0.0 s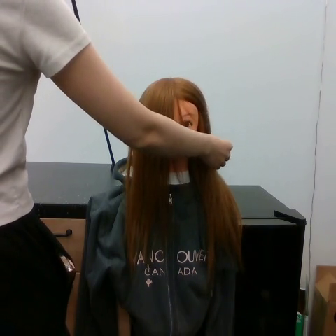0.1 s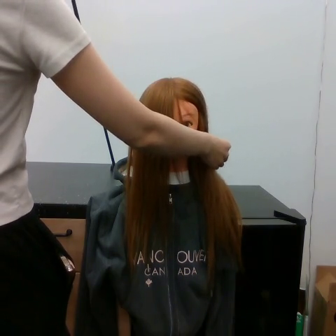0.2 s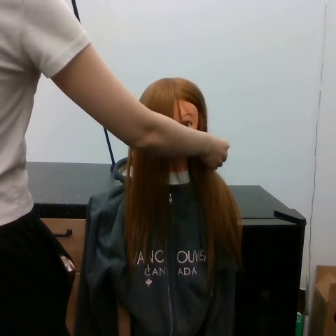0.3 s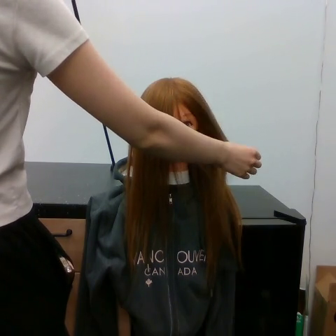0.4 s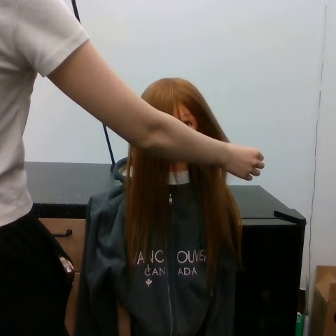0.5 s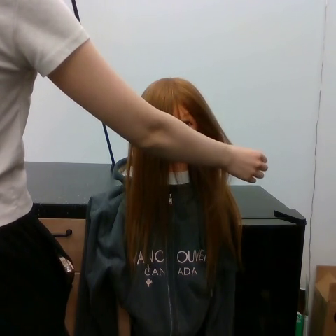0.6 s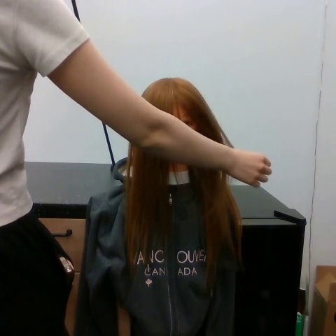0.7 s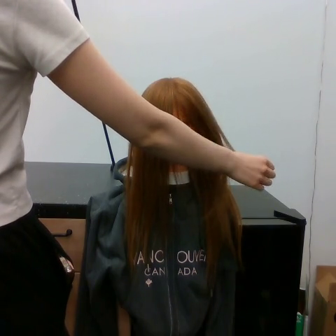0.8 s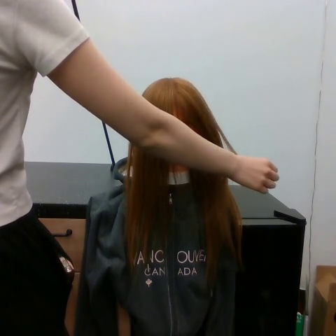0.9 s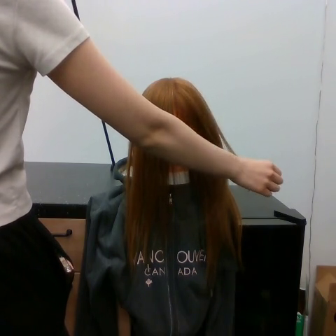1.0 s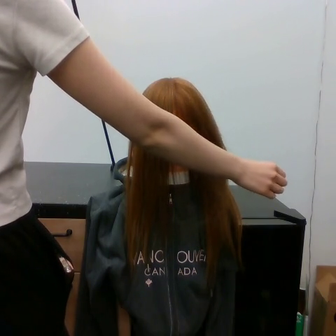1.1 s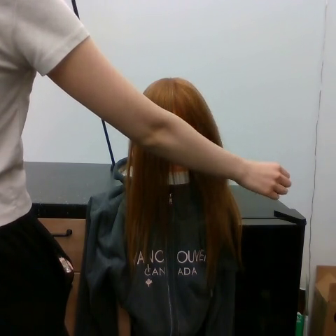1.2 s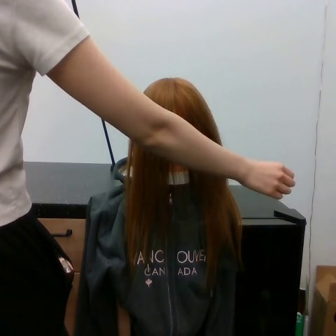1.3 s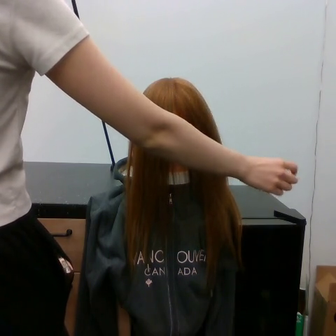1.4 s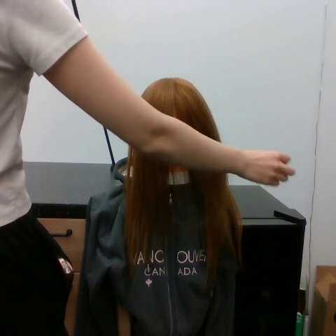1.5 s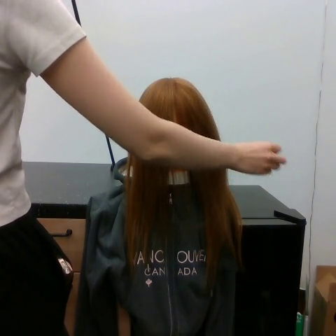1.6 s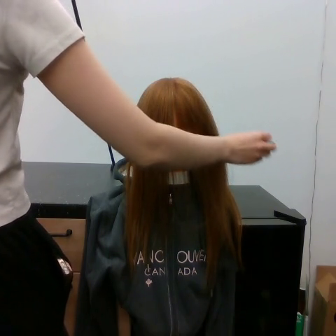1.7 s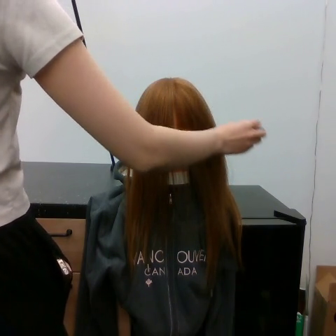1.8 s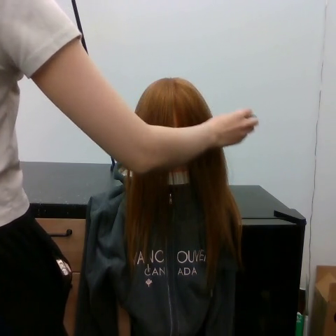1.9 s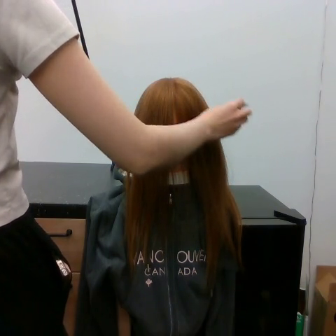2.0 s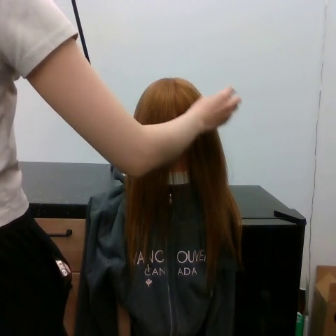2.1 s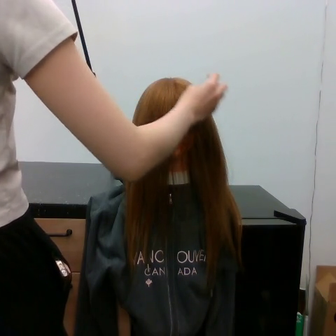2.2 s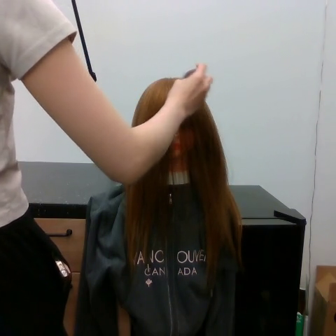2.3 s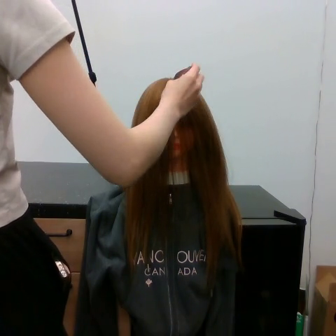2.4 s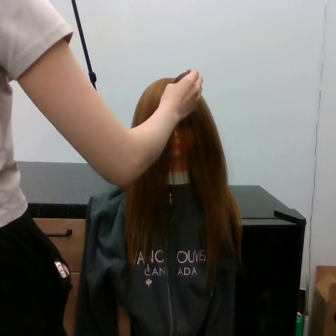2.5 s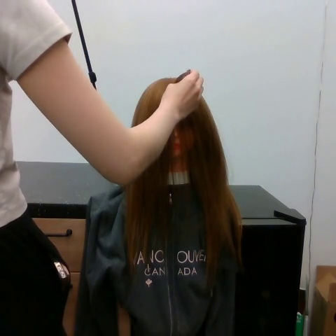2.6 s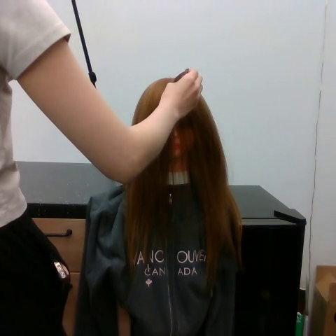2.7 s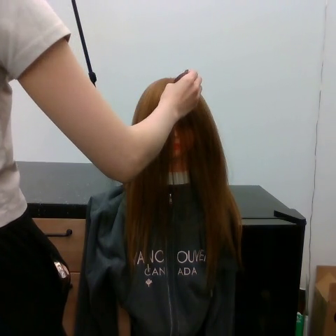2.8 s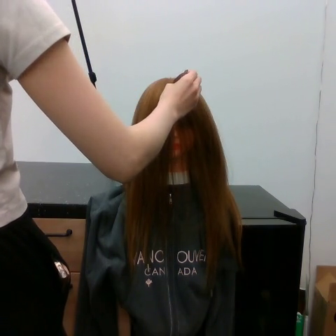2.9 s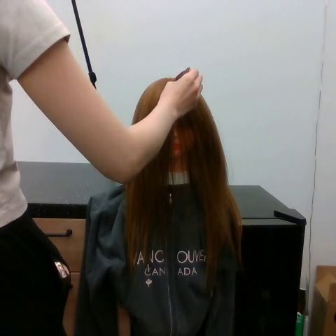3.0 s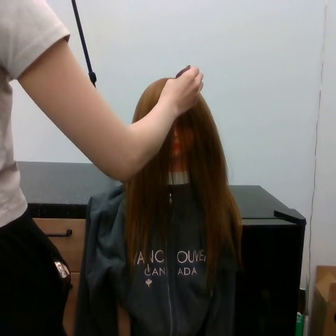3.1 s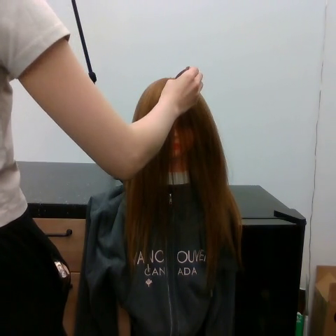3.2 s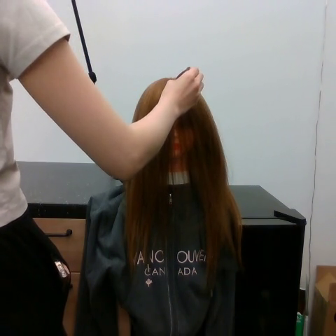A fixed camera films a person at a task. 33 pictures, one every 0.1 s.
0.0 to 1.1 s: The hand goes to the right and downward.
1.1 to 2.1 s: The hand goes upward and to the left.
2.1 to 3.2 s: The hand goes to the left.
Task: part hair.
